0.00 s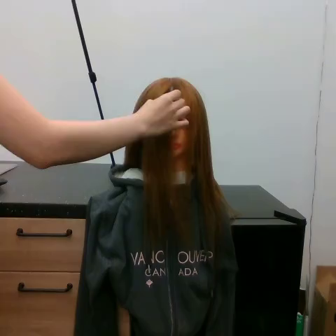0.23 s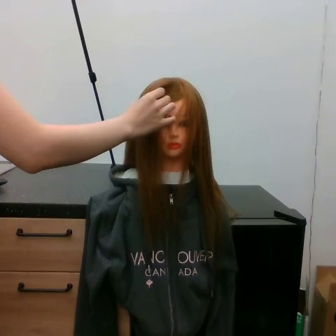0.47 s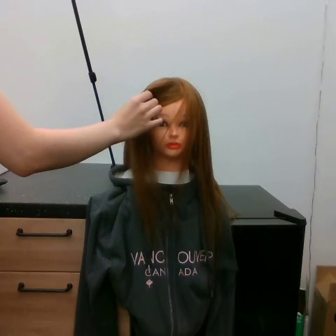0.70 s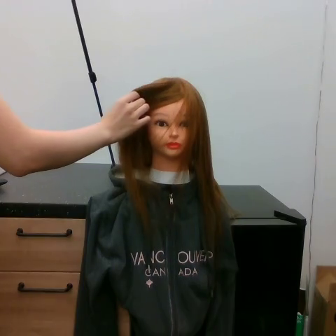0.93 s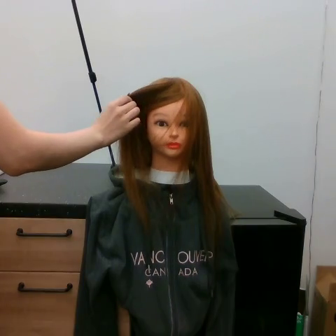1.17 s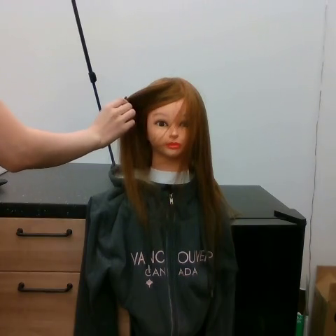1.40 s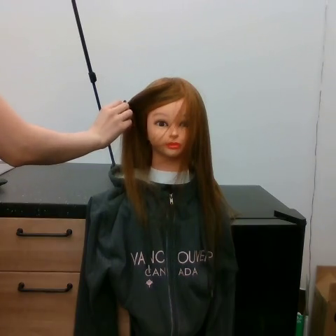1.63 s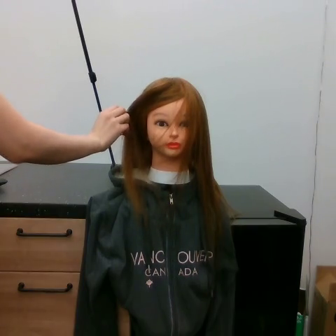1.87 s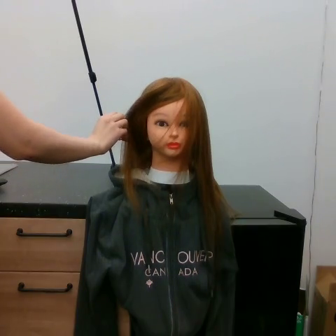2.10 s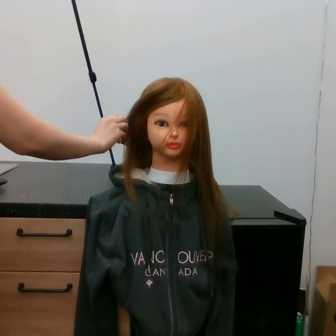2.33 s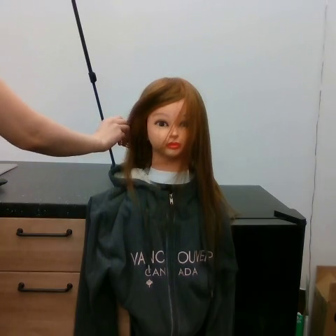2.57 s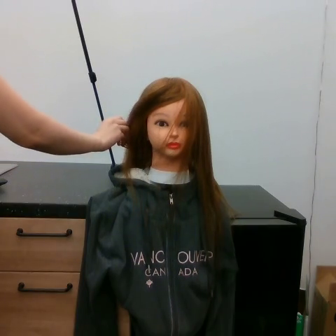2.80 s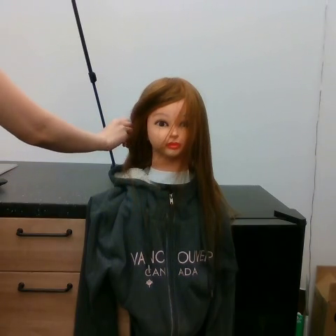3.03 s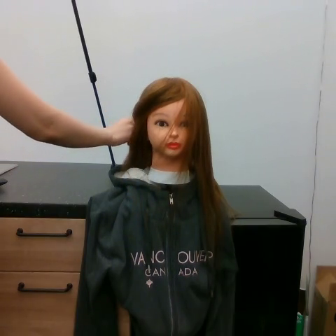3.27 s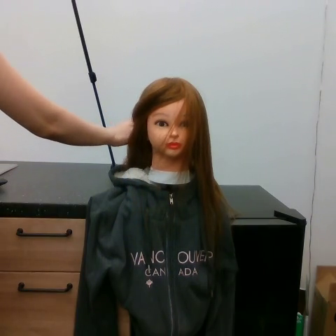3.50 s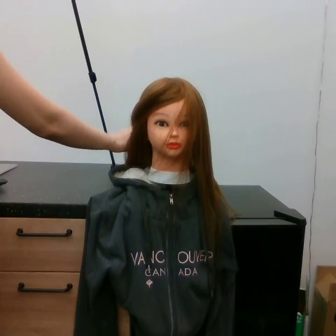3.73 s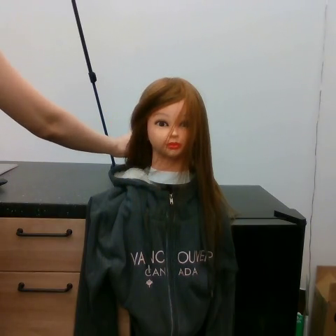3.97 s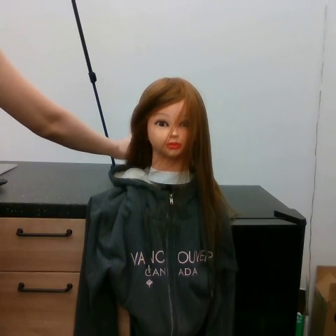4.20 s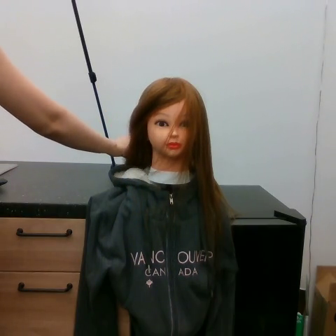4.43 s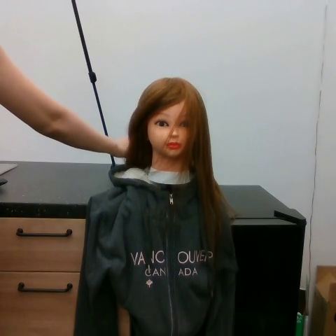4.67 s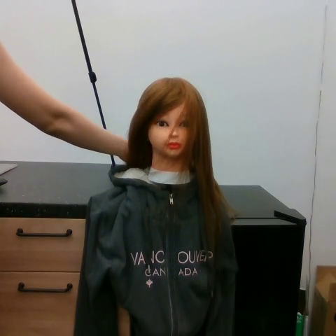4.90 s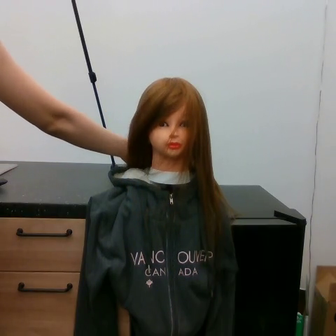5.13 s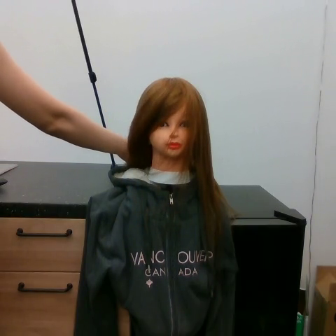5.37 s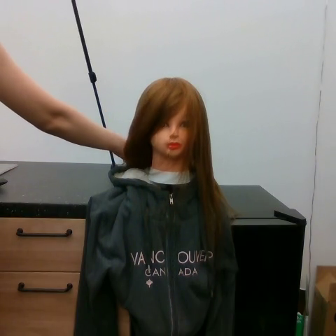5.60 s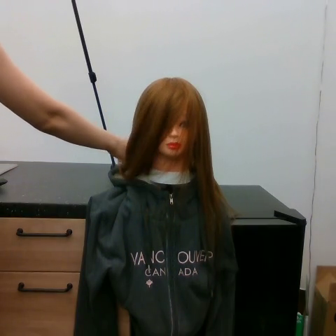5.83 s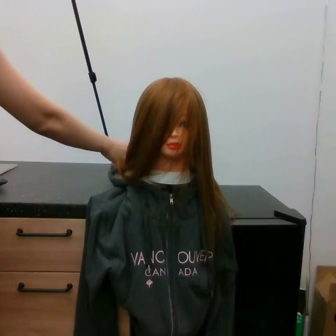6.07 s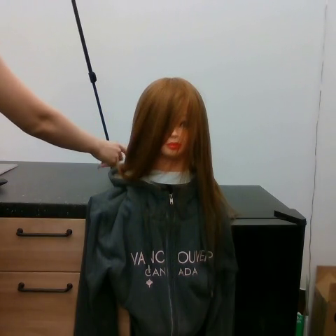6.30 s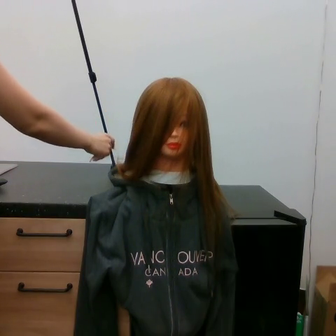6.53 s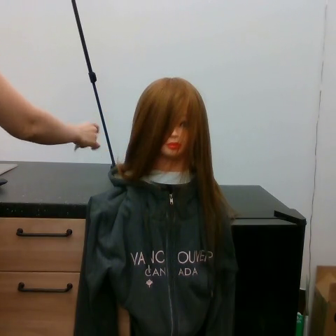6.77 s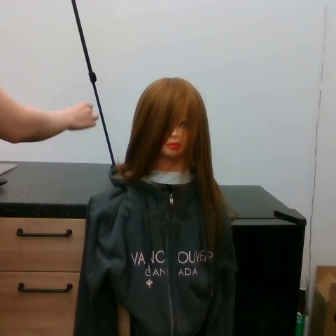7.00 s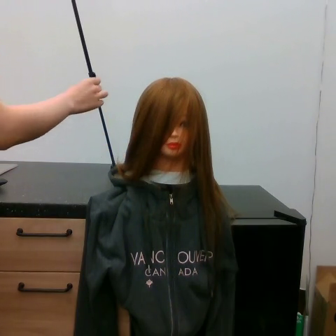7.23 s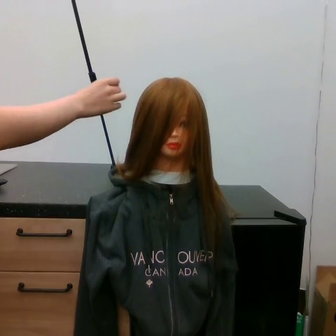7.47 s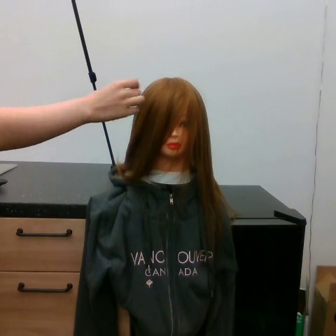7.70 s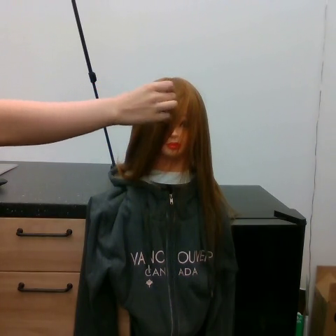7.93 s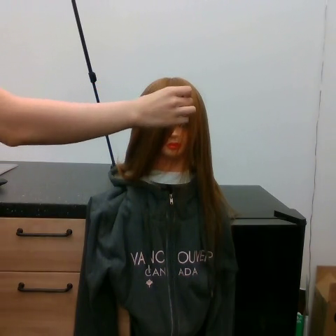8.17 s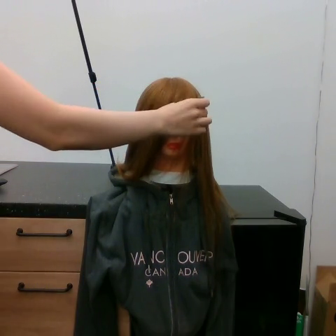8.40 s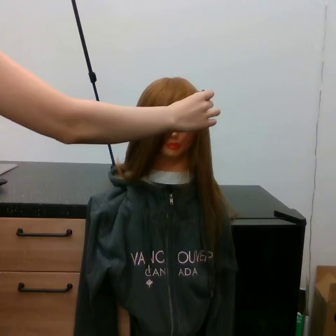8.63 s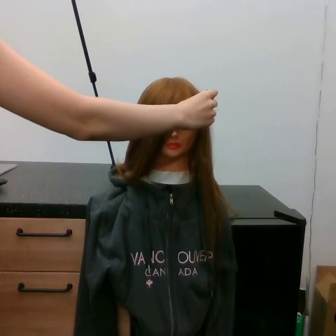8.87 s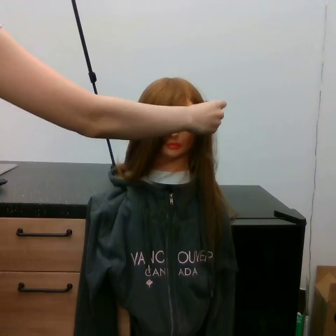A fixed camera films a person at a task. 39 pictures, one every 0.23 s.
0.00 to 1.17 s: The hand goes to the left.
1.17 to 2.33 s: The hand goes downward.
2.33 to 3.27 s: The hand goes to the right.
3.27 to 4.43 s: The hand goes downward.
4.43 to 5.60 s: The hand stays where it is.
5.60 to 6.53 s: The hand goes to the left.
6.53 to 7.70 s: The hand goes to the right and upward, on a clockwise arc.
7.70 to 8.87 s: The hand goes to the right.
Task: part hair.
Motion: move downward and to the left, move upward and to the right, then move downward and to the right.
